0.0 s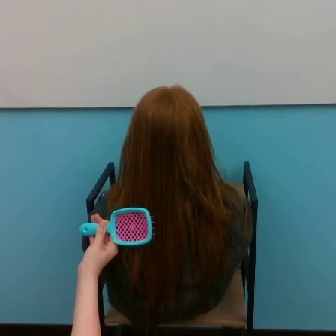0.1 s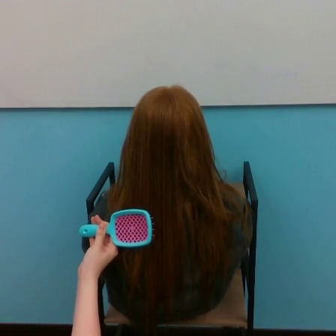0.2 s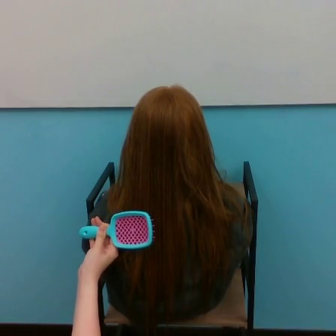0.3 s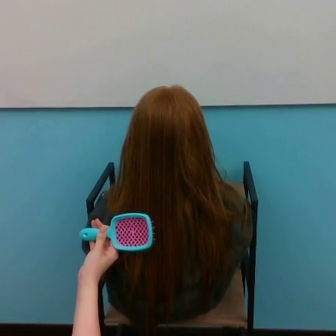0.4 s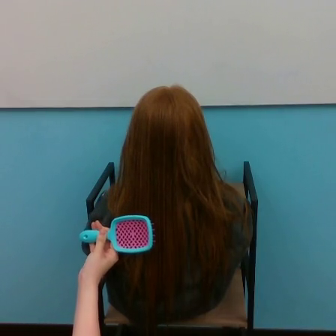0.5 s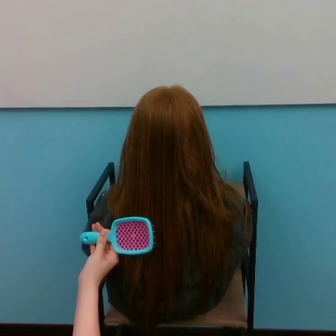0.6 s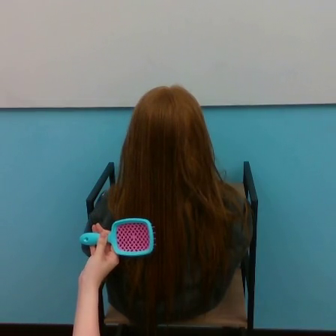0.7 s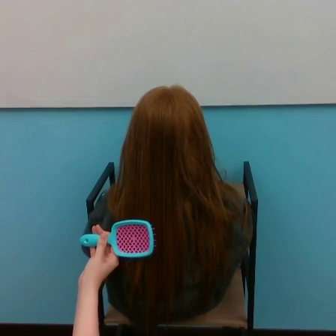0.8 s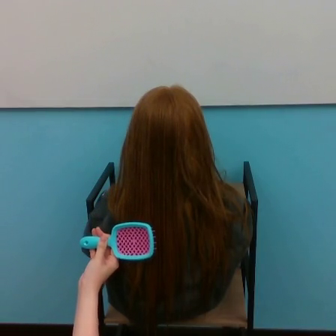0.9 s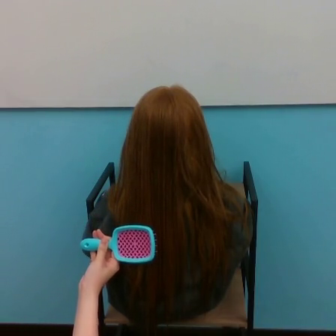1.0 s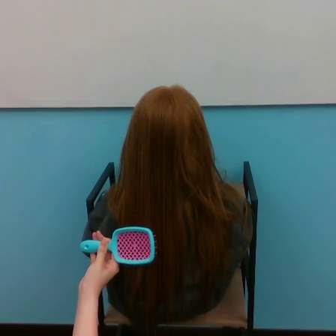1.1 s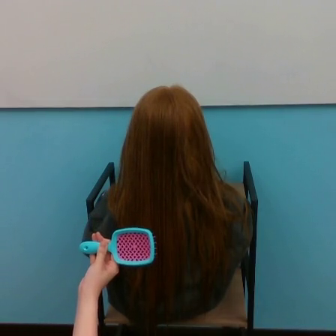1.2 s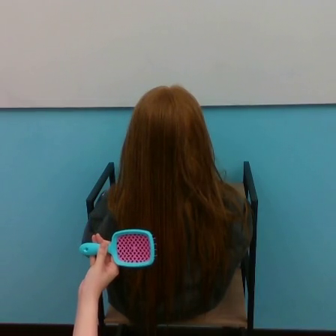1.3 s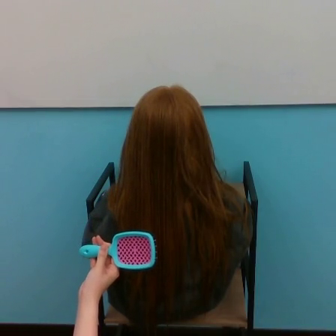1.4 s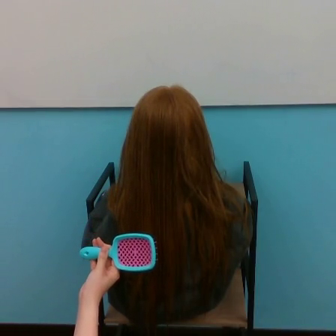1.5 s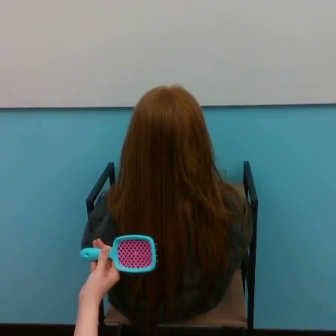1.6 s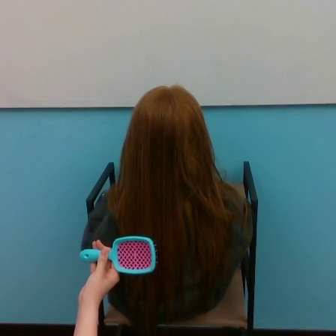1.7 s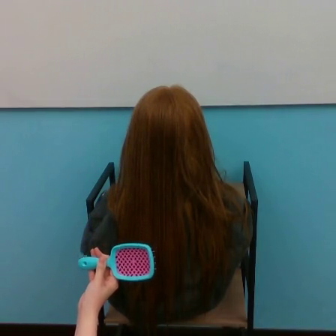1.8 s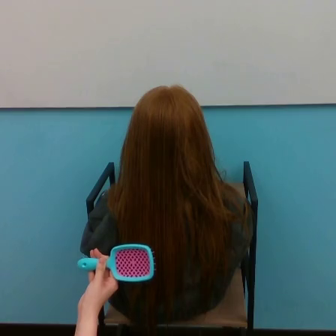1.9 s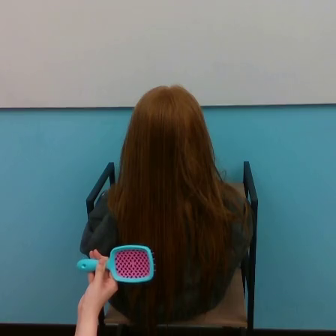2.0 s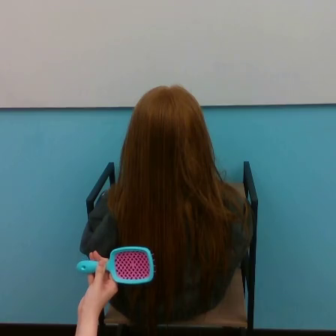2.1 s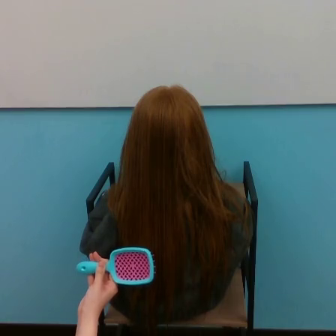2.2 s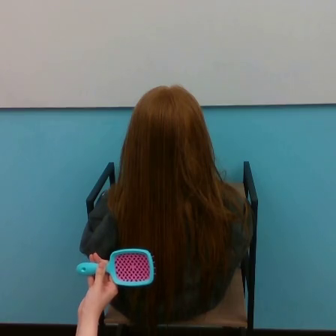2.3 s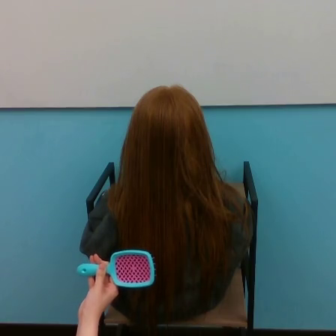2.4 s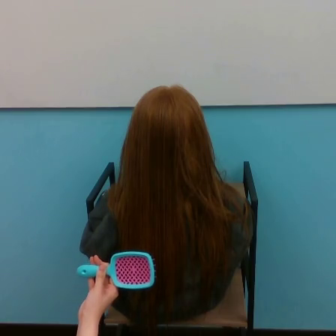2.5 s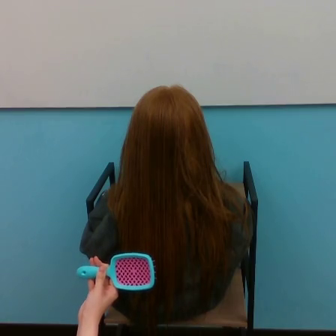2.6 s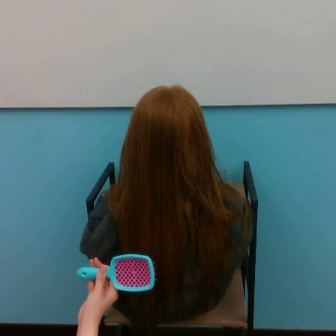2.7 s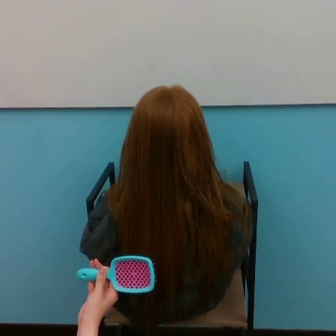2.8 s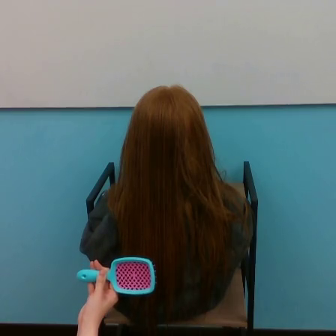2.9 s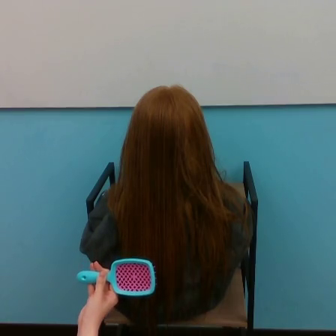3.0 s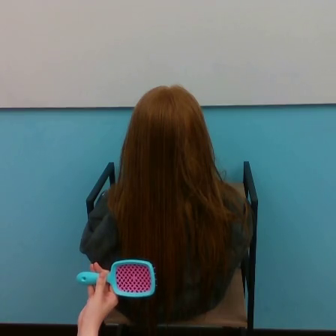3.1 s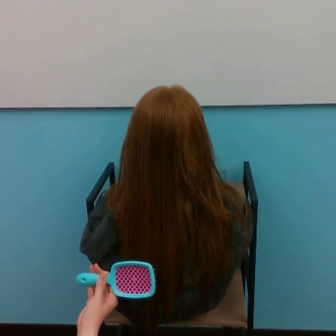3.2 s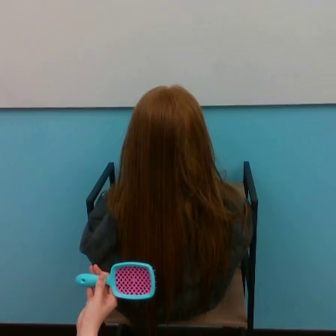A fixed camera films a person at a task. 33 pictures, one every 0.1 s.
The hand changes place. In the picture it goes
downward.
0.0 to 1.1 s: The hand goes downward.
1.1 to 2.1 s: The hand goes downward.
2.1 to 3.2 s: The hand moves only a little.
Task: brush hair.
